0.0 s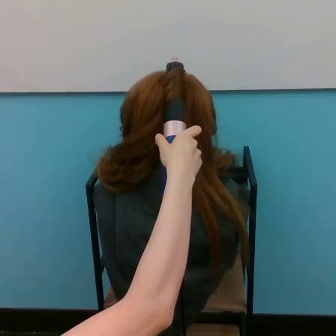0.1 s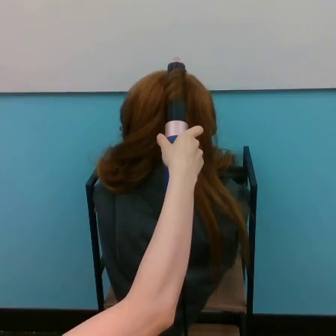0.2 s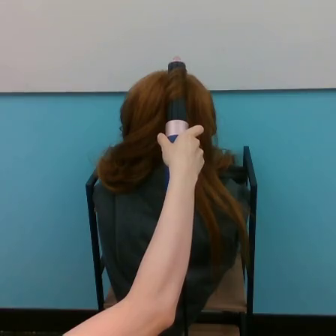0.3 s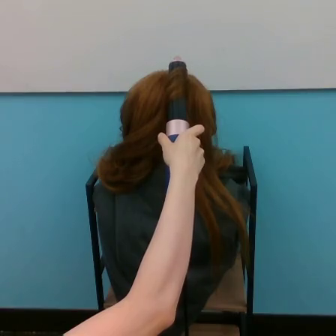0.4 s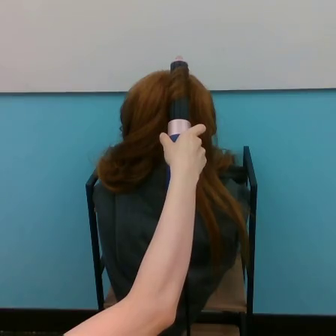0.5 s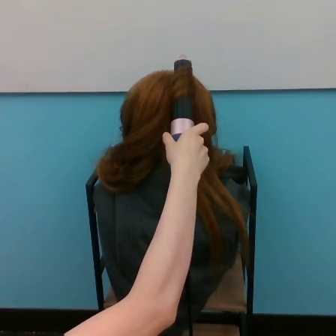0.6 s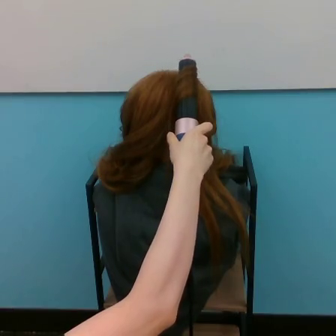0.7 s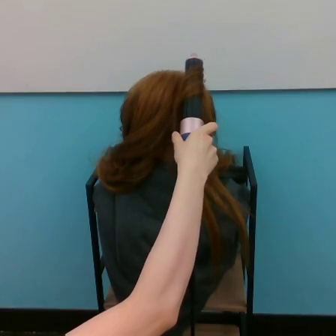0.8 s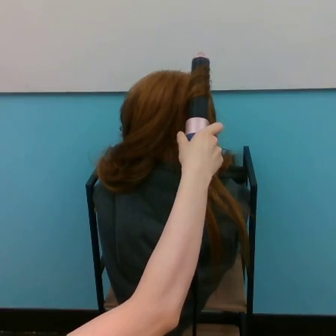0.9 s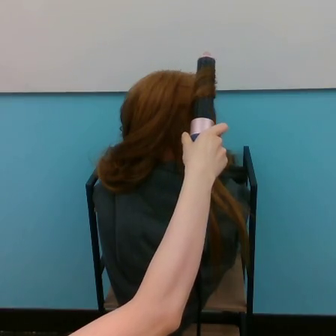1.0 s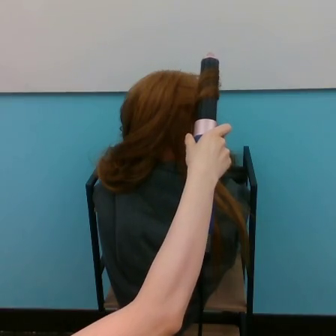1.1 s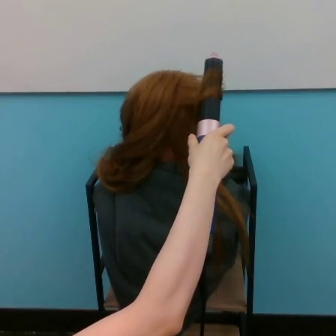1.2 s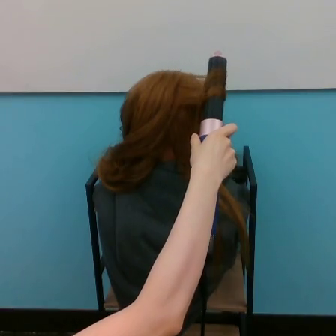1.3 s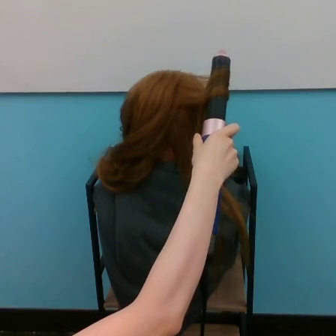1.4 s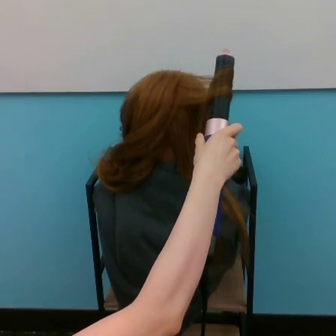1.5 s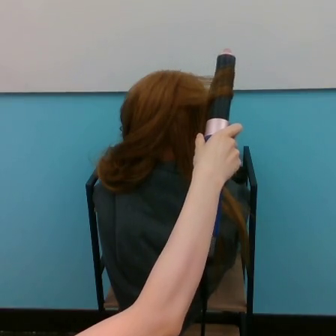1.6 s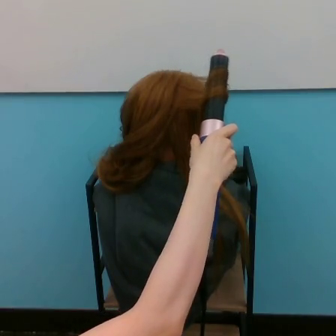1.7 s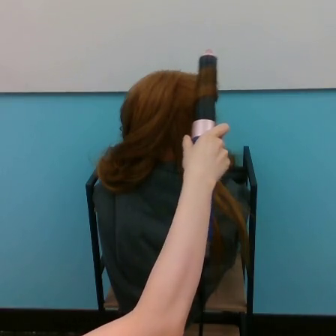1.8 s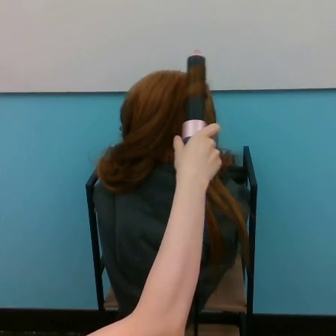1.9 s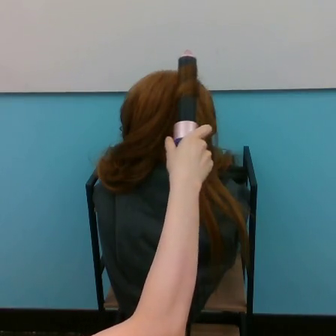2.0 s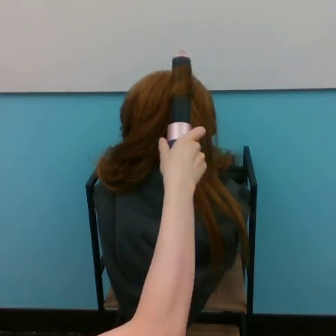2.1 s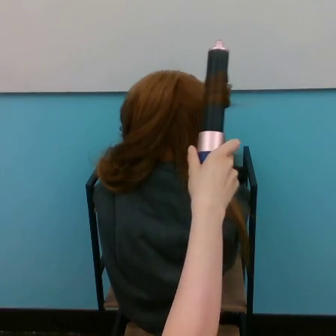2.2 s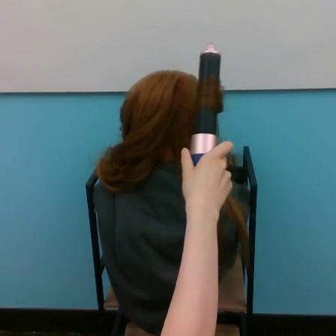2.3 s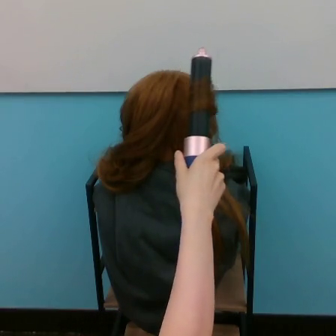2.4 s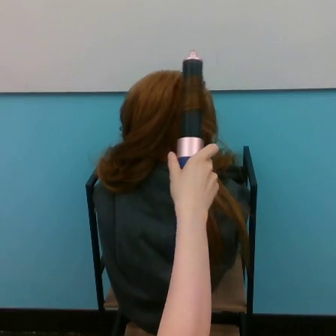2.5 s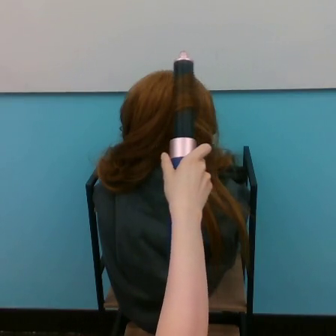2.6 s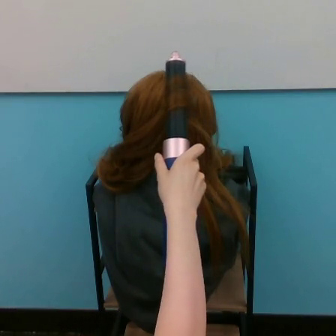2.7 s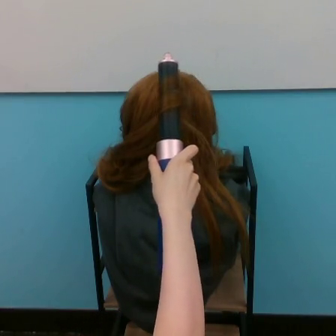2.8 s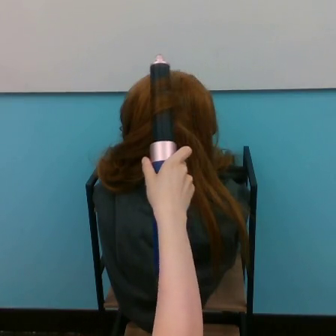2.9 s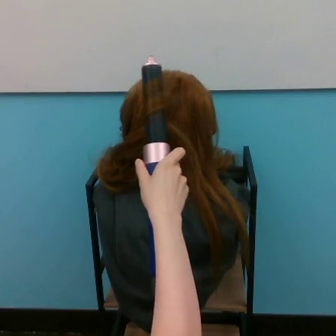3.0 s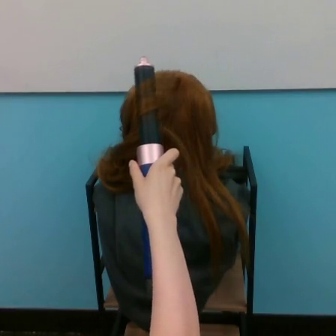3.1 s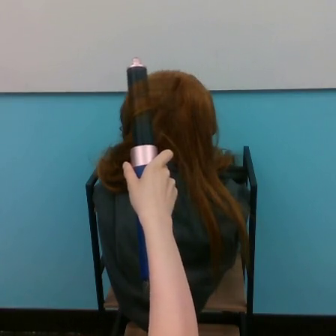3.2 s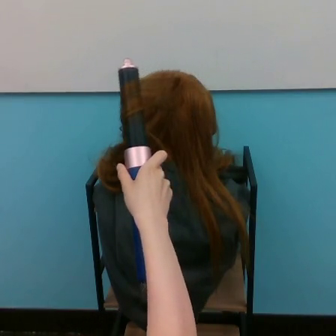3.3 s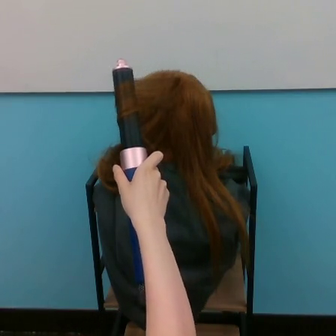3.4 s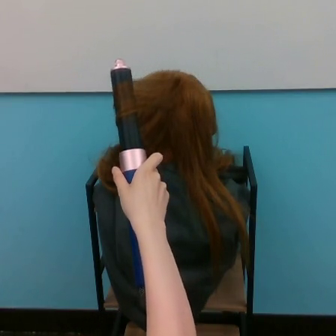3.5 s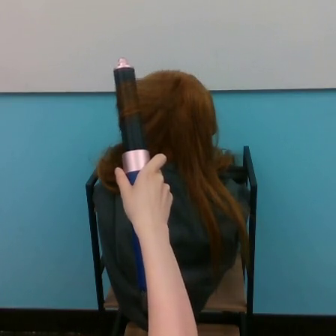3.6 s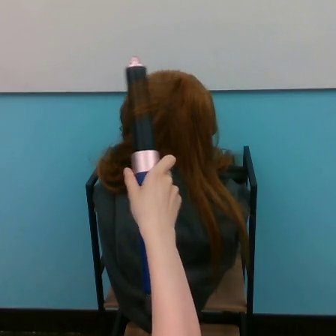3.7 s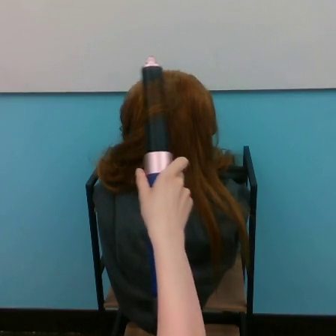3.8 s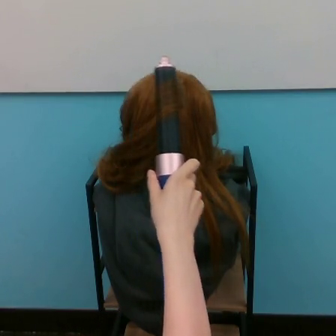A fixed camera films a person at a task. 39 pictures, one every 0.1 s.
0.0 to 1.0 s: The hand goes to the right.
1.0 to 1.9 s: The hand goes to the left.
1.9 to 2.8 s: The hand goes downward and to the left.
2.8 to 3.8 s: The hand goes to the left, then to the right.
Task: curl hair.
Motion: move downward, making horizontal oscillations to the left and to the right.
